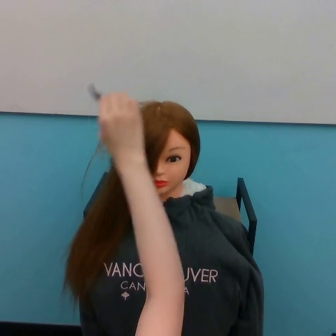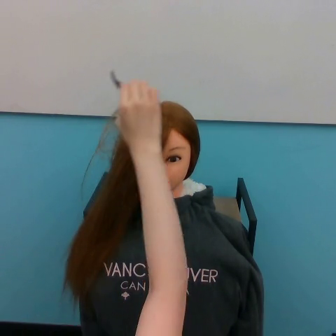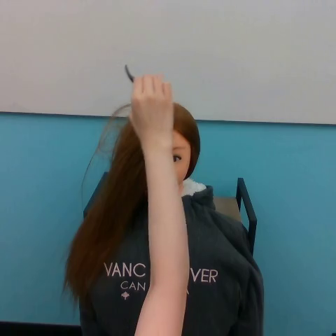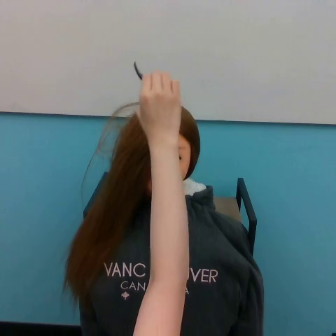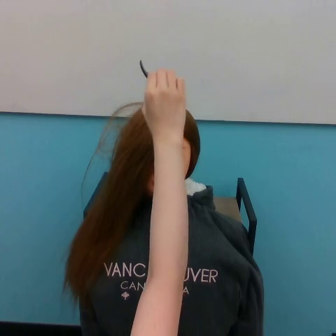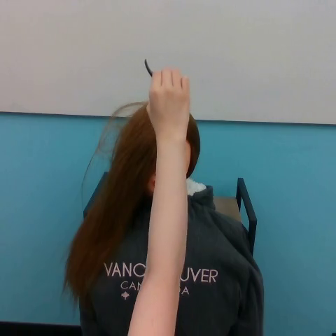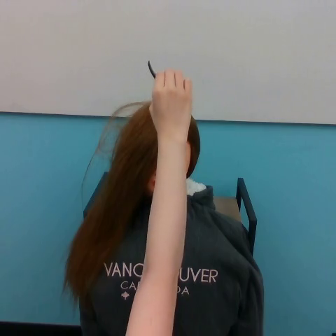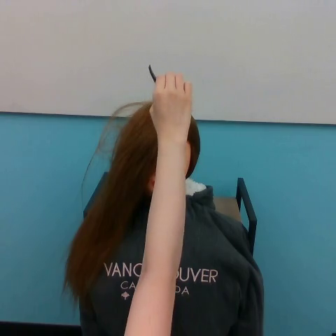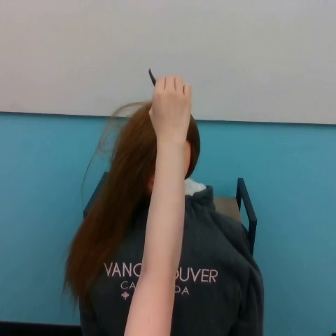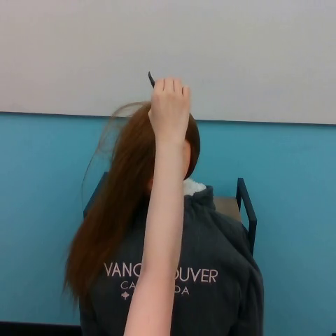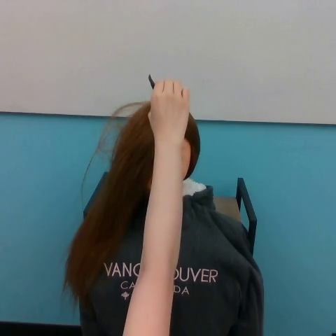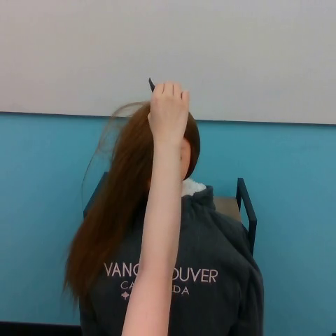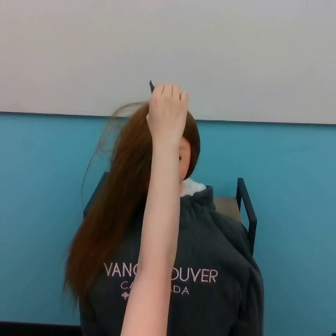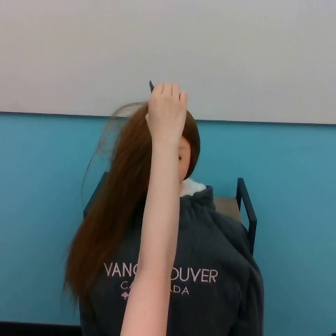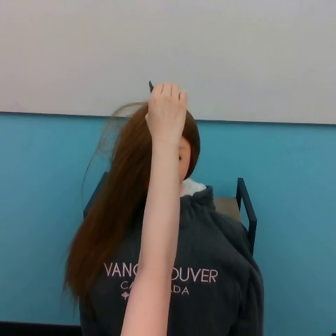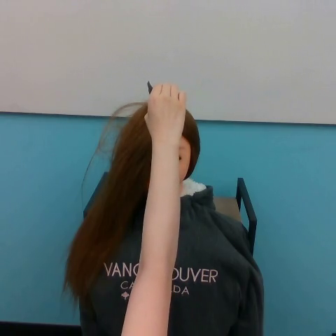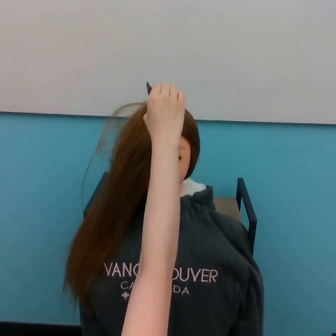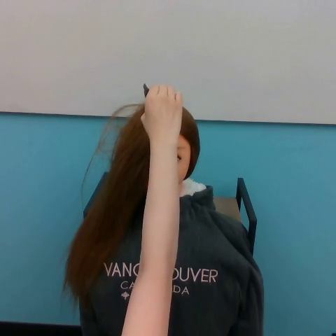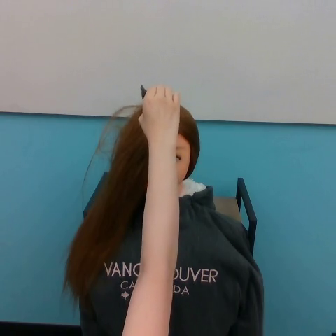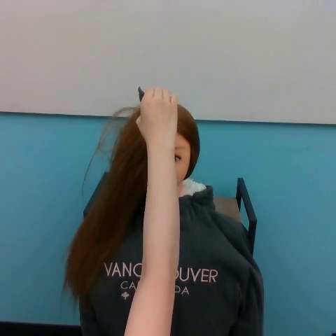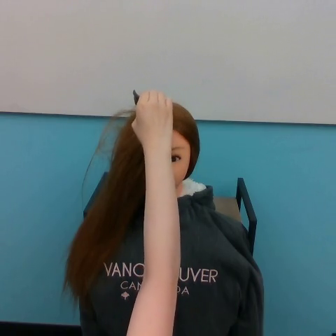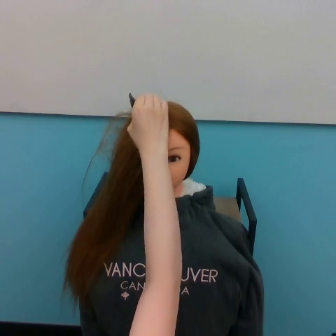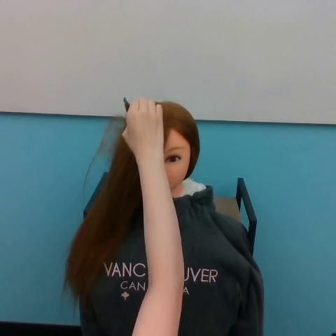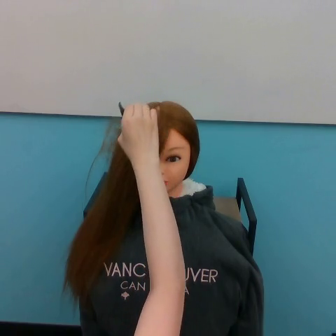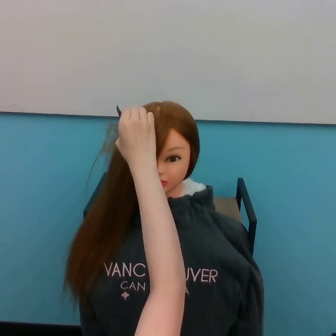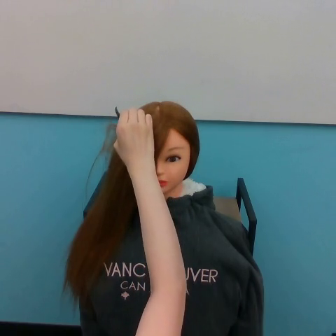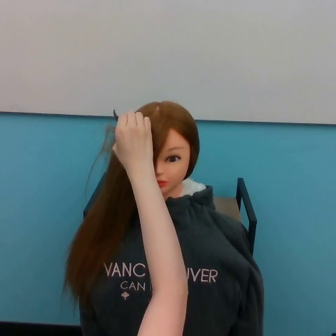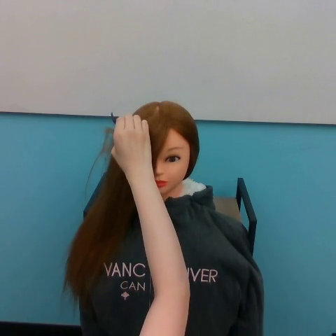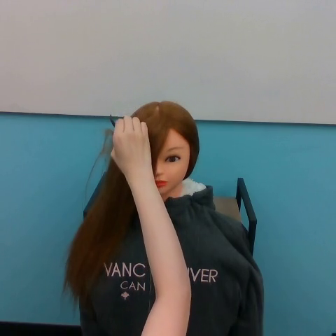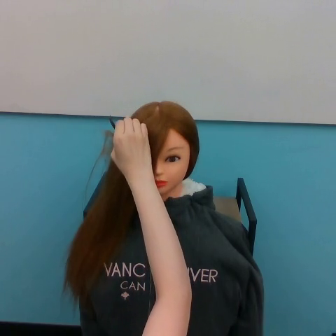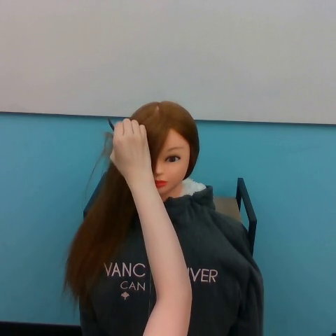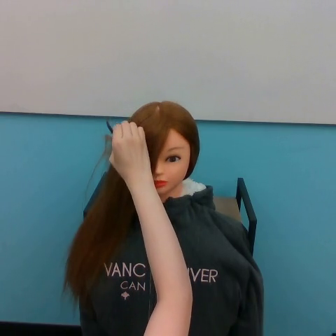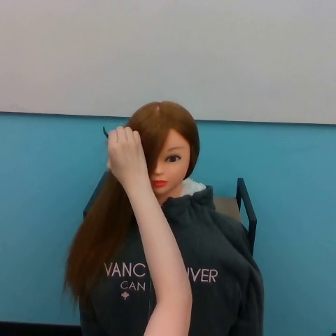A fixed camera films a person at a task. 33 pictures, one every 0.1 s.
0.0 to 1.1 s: The hand goes to the right and upward.
1.1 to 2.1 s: The hand goes to the left.
2.1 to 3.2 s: The hand goes downward and to the left.
Task: brush hair.
